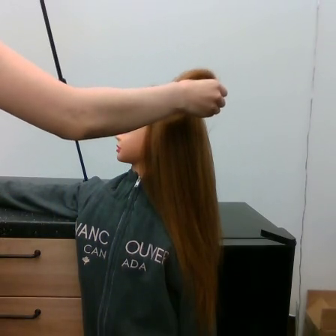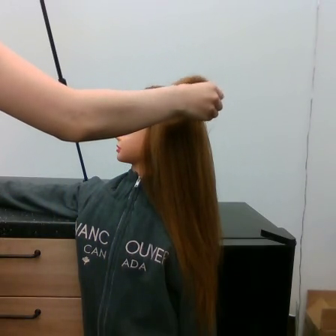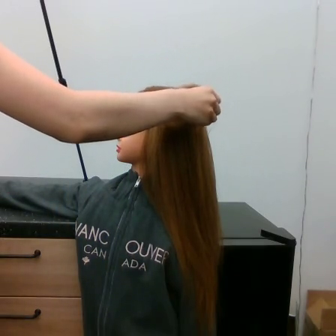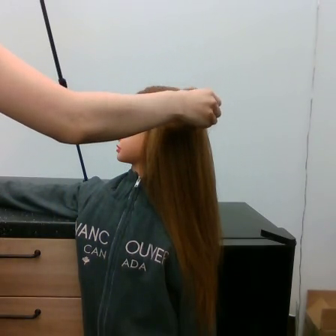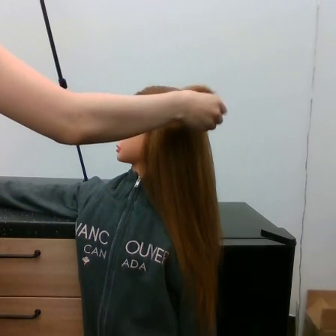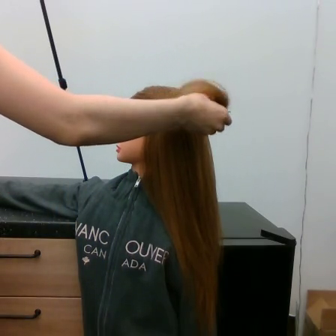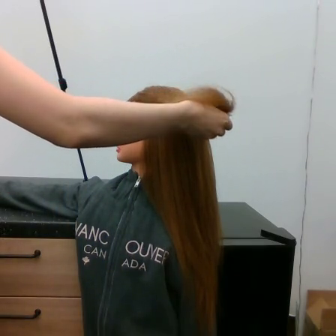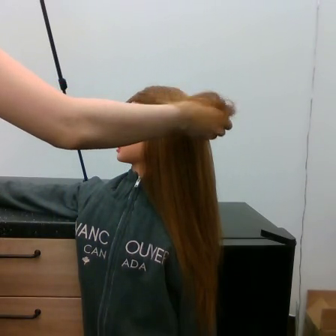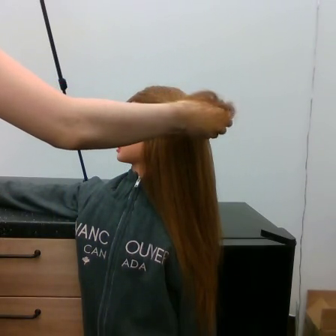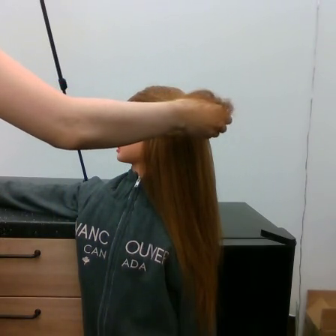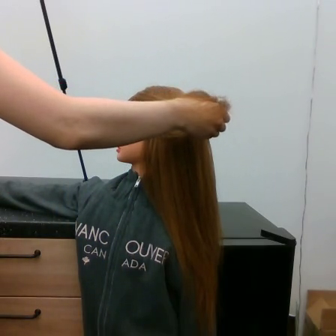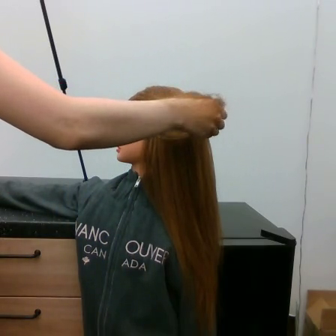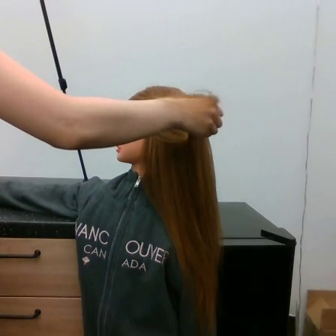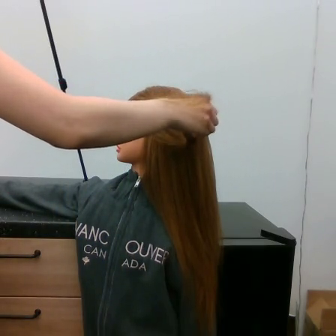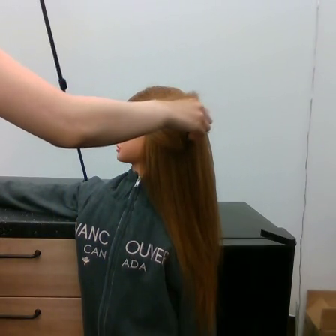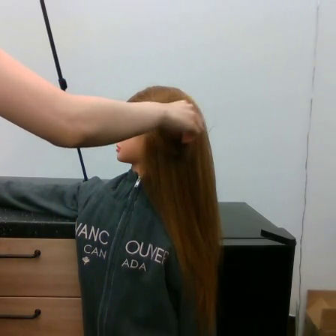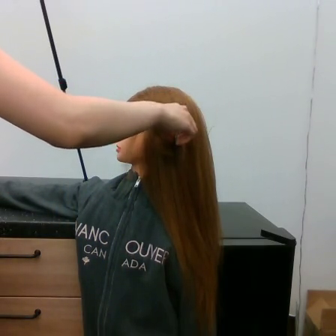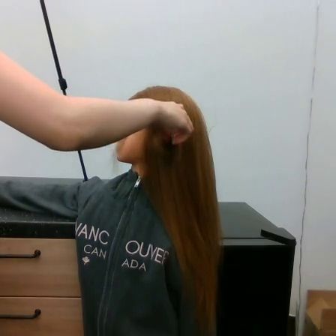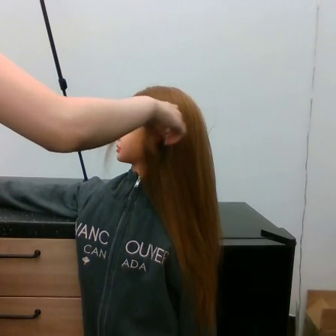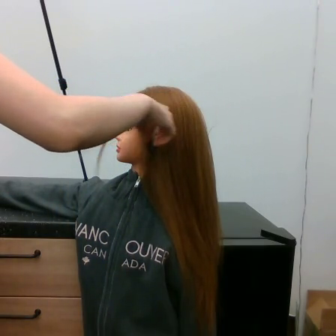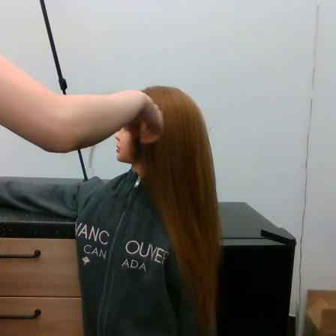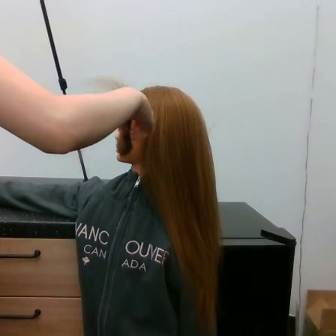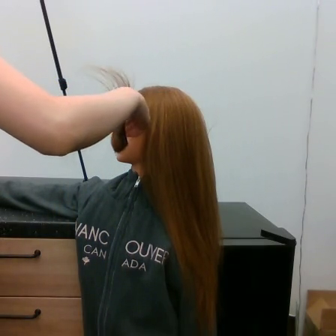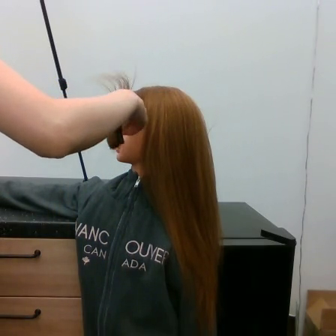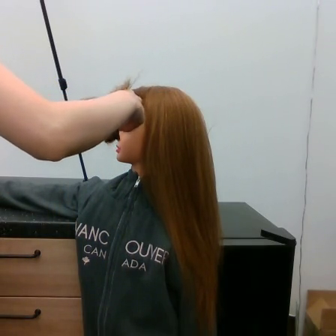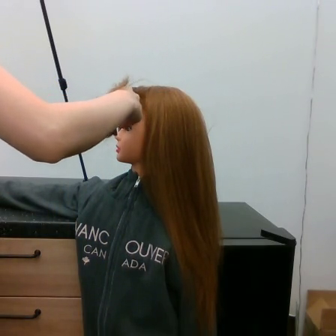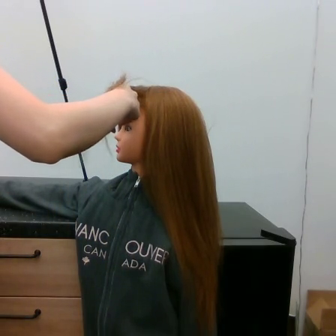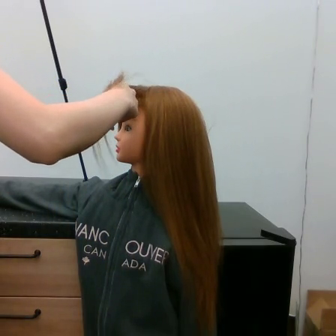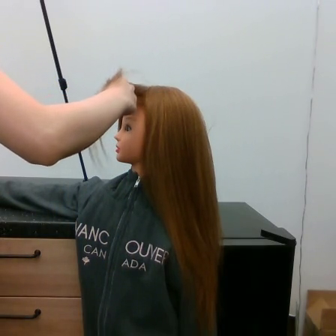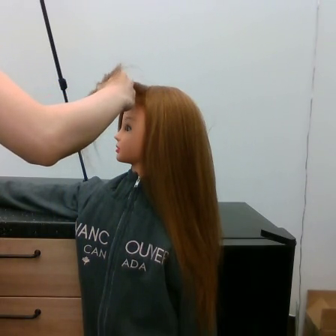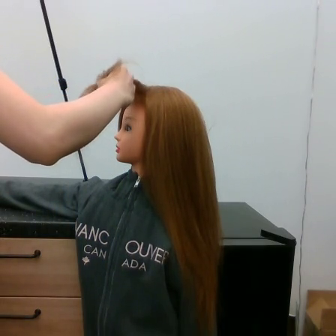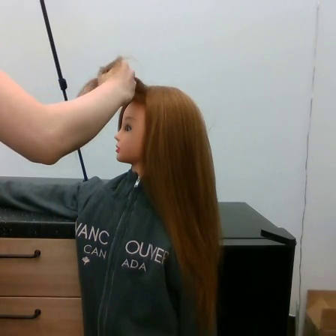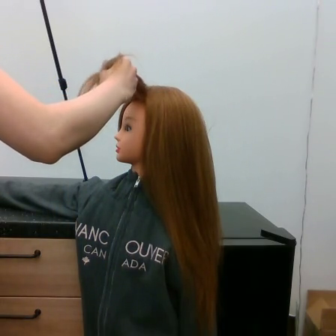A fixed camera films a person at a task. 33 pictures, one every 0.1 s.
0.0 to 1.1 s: The hand goes downward.
1.1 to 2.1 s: The hand goes to the left.
2.1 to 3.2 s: The hand goes to the left and upward.
Task: tidy side hair.
